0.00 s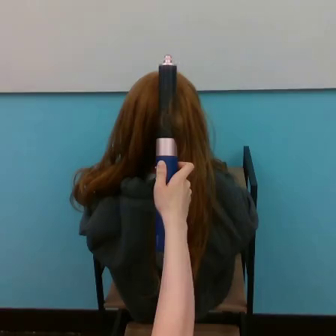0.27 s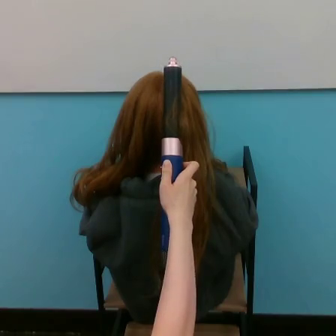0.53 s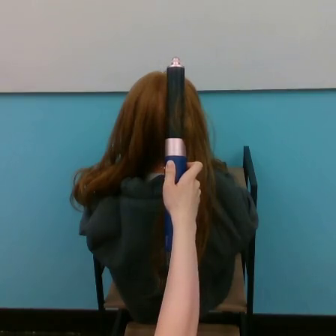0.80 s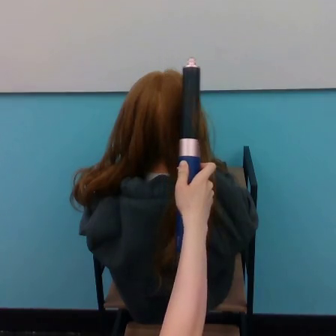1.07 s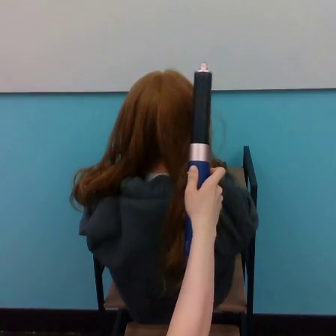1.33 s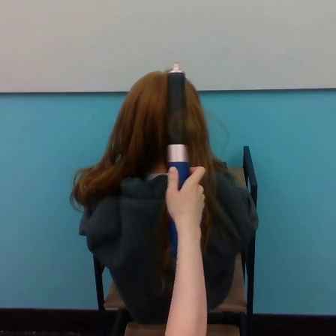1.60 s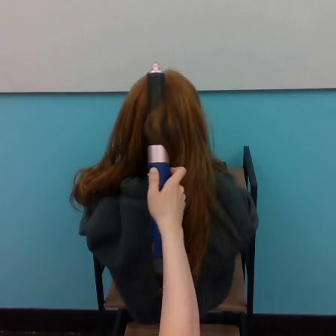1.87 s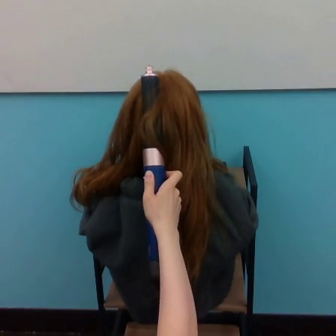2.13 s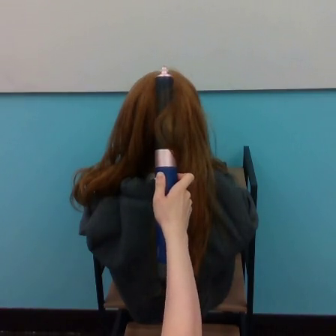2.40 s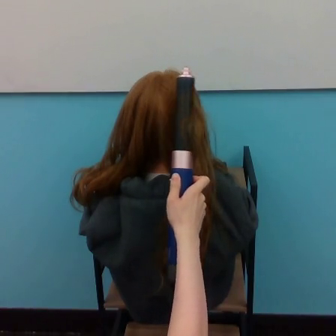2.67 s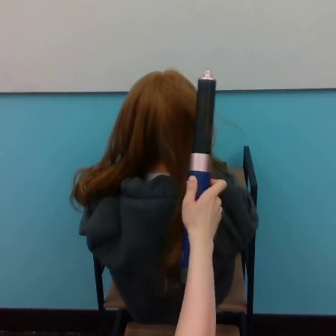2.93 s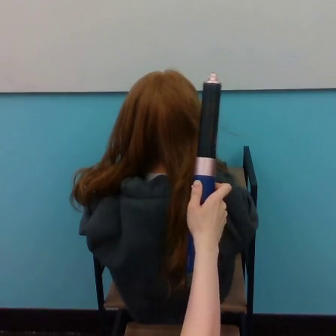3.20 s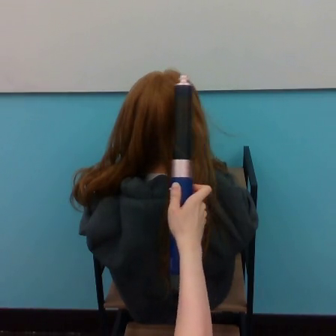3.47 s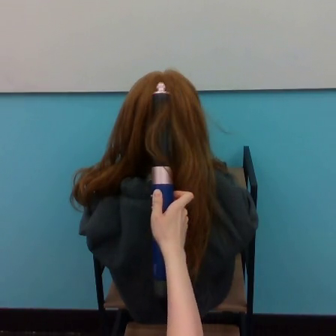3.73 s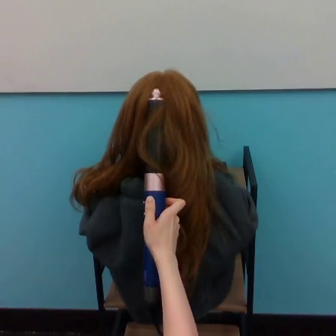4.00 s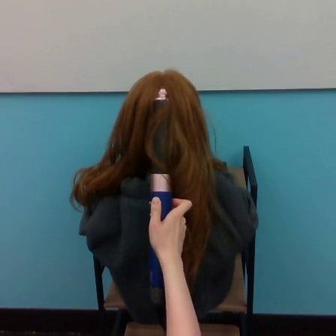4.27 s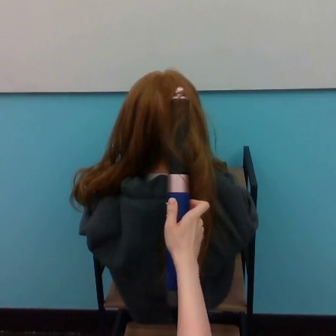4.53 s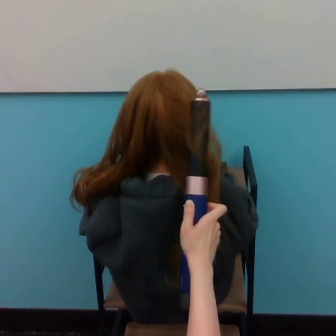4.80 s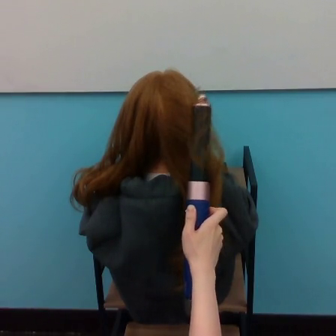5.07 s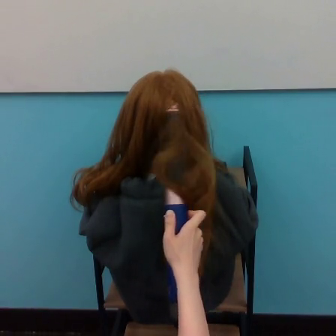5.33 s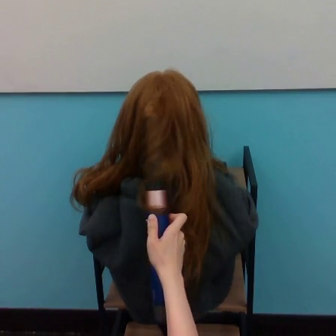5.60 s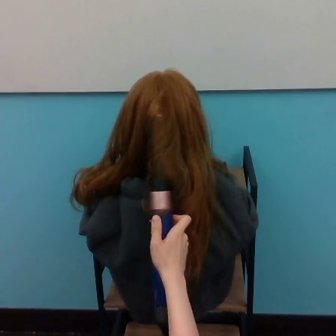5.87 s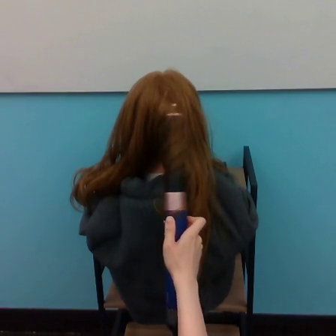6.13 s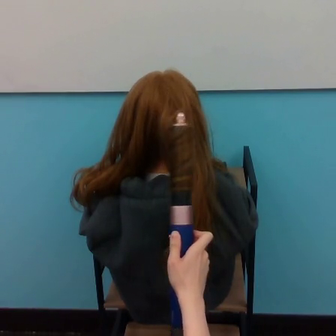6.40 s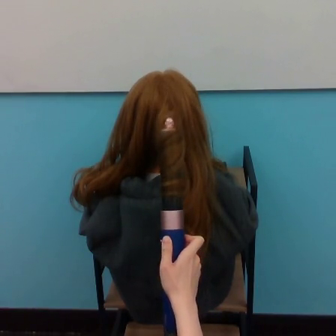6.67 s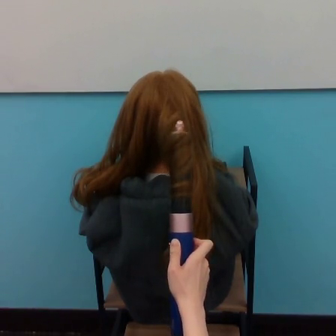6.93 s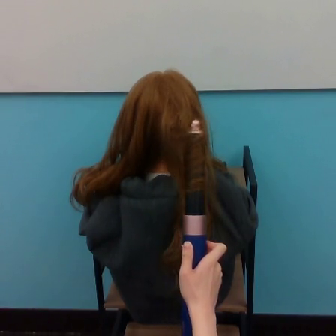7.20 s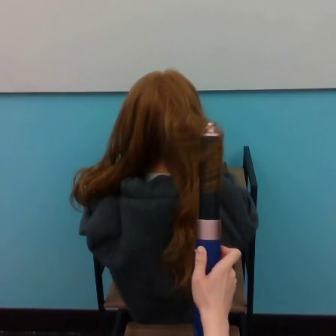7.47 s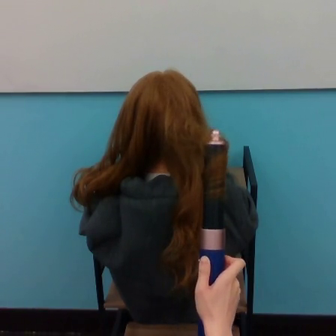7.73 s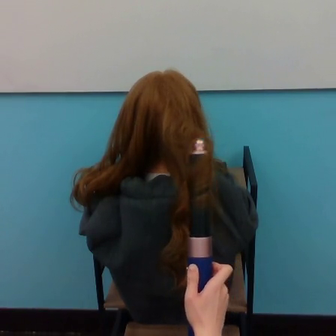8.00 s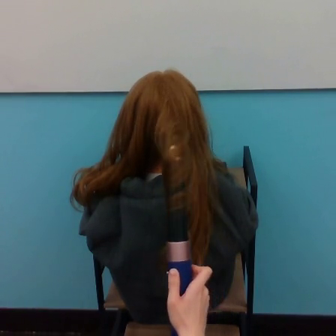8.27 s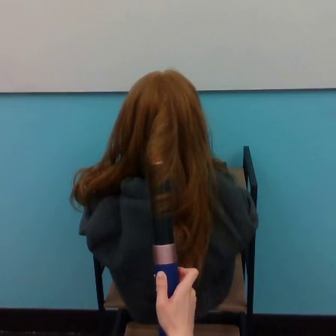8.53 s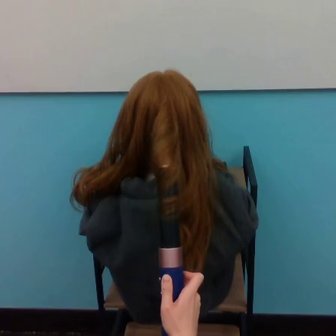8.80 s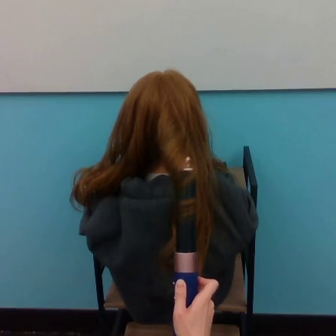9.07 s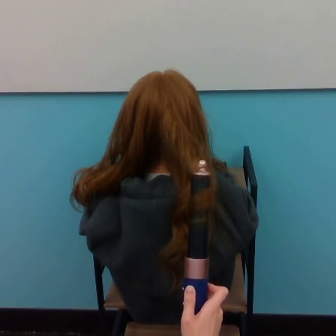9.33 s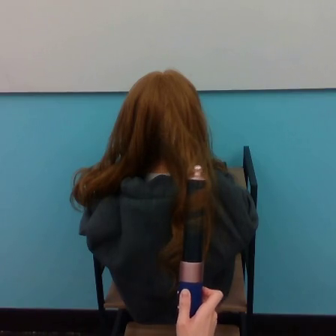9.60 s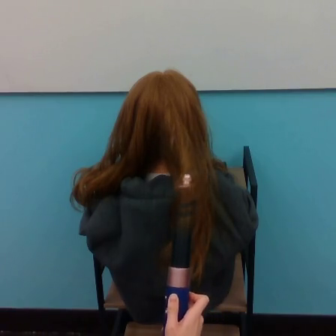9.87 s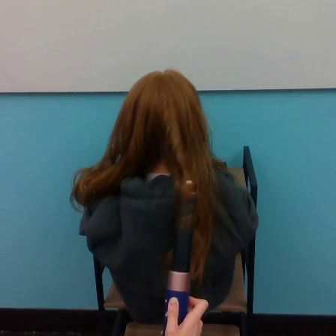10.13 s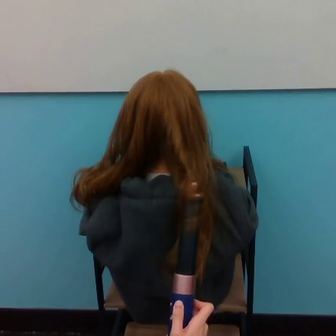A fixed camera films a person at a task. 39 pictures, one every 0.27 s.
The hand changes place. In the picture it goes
downward.
0.00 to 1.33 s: The hand goes to the right, then to the left.
1.33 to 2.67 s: The hand goes to the left, then to the right.
2.67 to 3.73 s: The hand goes to the left and downward.
3.73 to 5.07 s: The hand goes to the right, then to the left.
5.07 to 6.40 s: The hand goes downward.
6.40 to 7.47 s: The hand goes to the right and downward.
7.47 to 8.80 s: The hand goes to the left, then to the right.
8.80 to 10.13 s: The hand moves only a little.
Task: curl hair.
Motion: move downward, making horizontal oscillations to the left and to the right.
